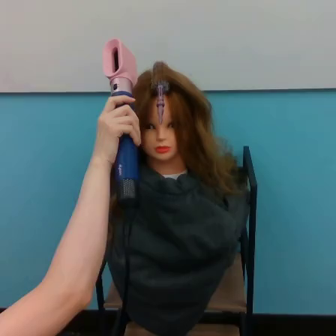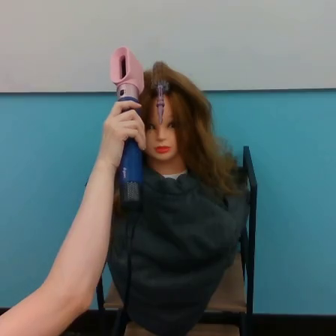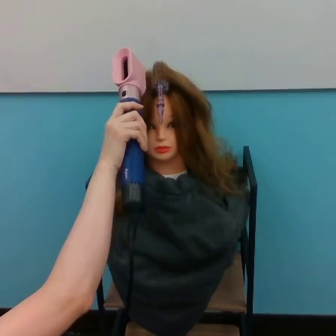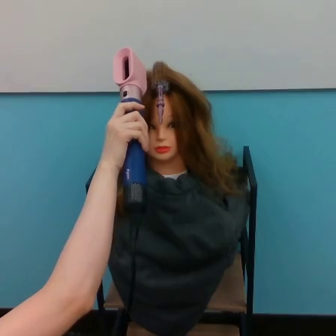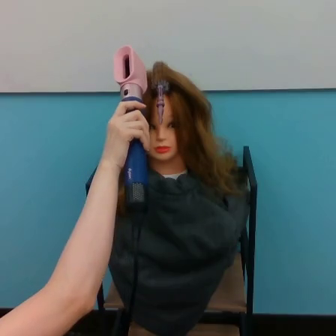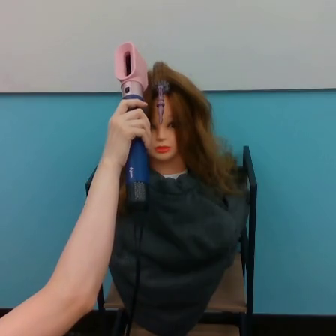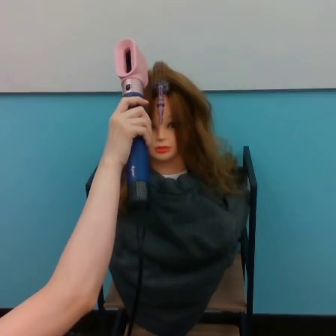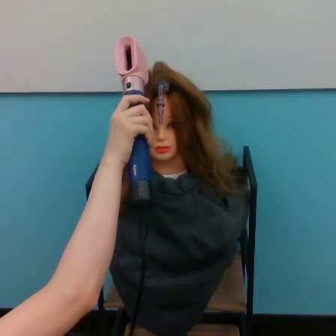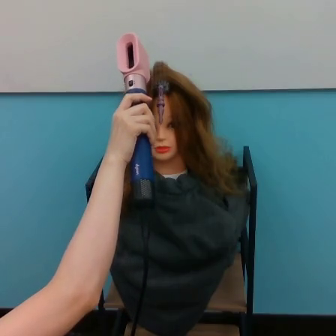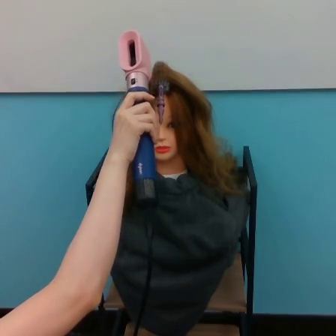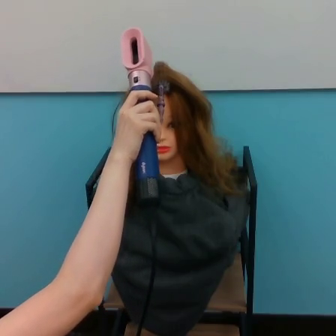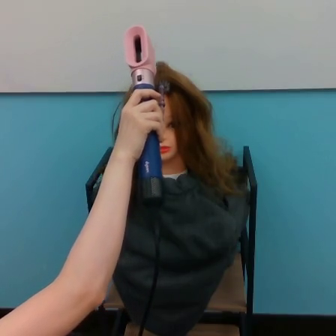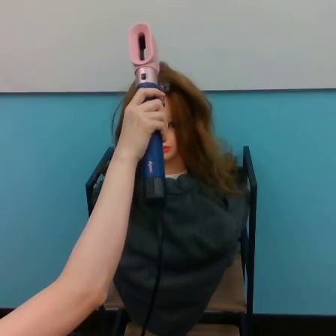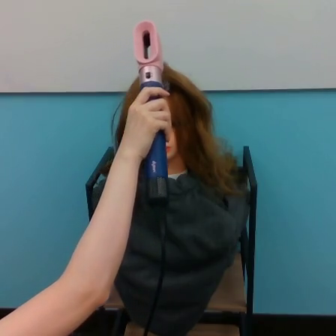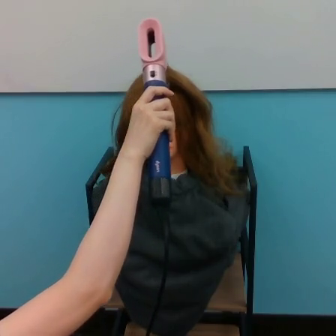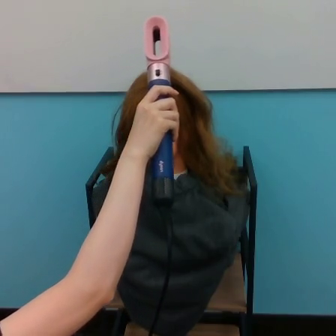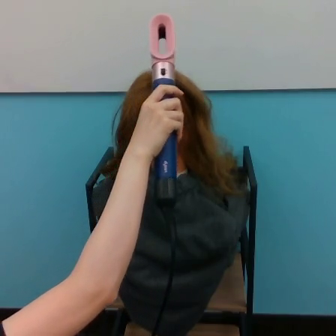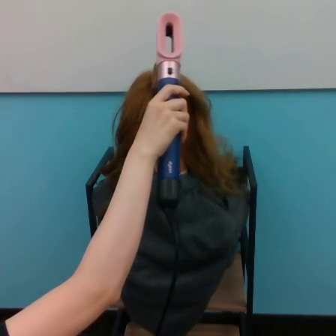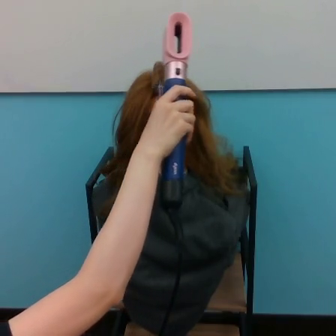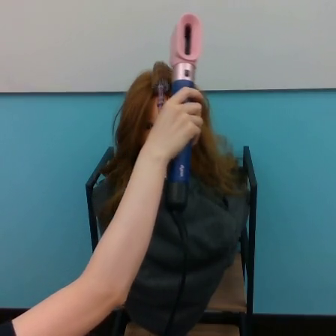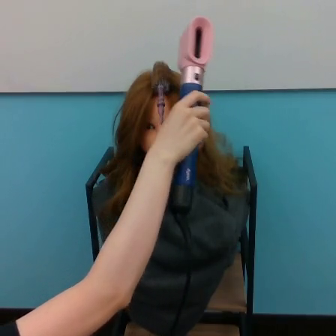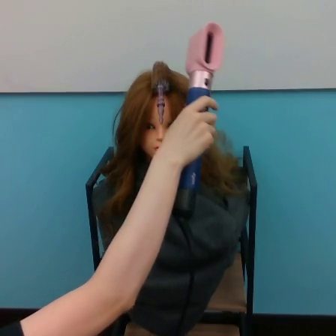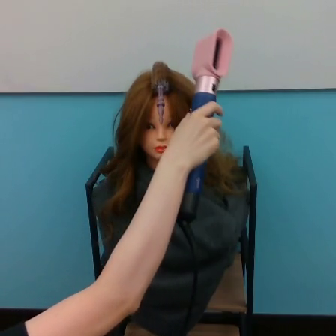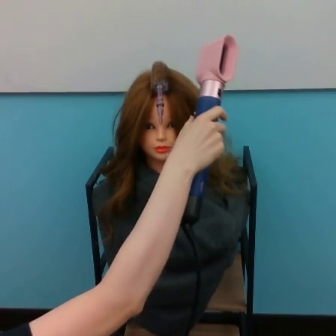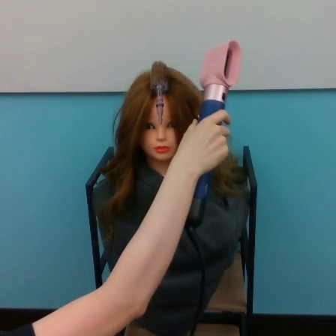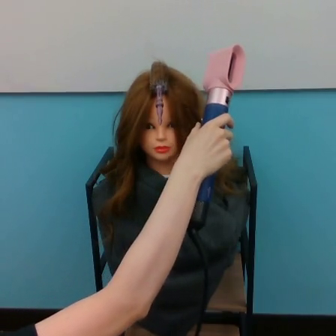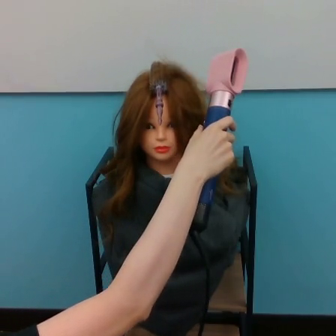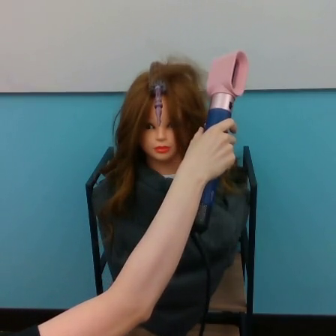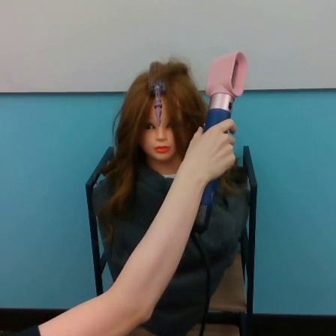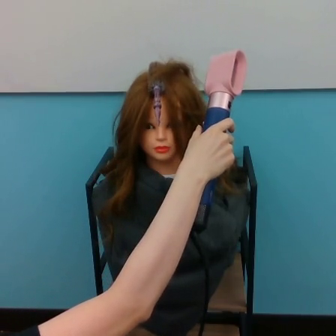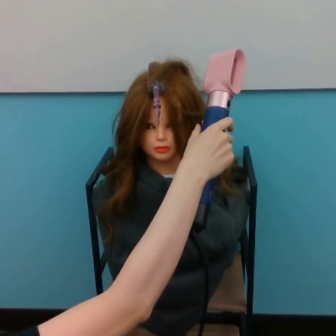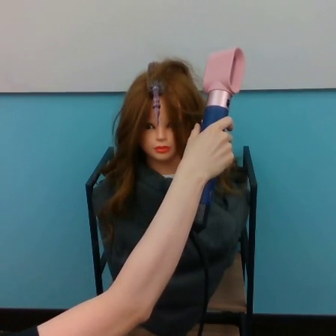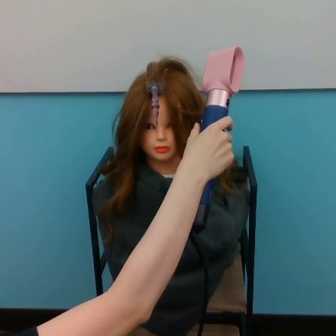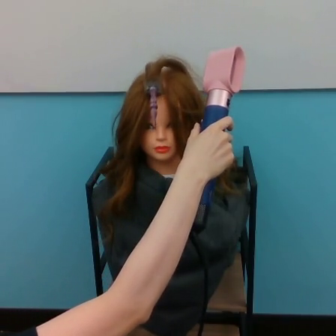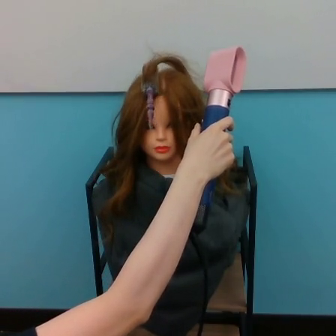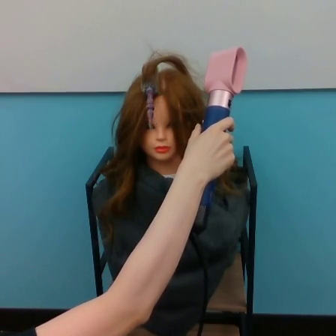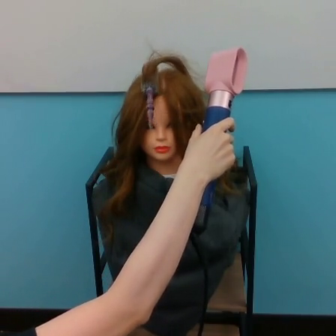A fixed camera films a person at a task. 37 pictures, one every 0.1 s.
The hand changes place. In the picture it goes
to the right.
0.0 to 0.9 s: The hand goes to the right.
0.9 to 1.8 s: The hand goes to the right.
1.8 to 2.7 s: The hand goes to the right and downward.
2.7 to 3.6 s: The hand stays where it is.
Task: volume hair.
Motion: move to the right following a concave curve.
